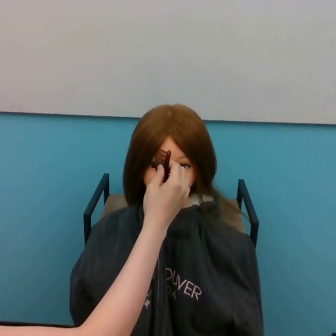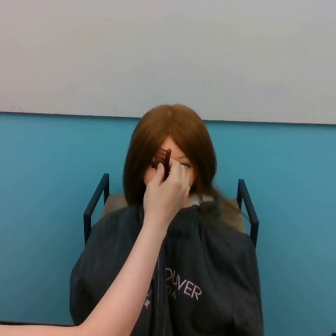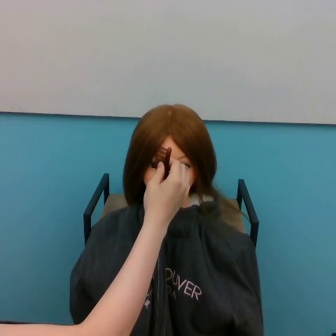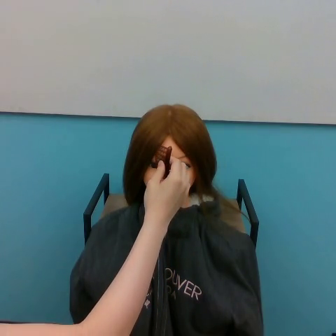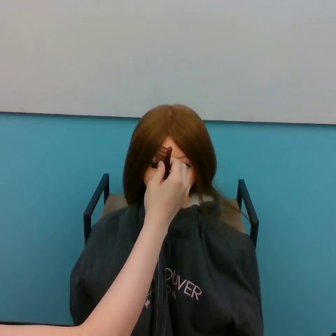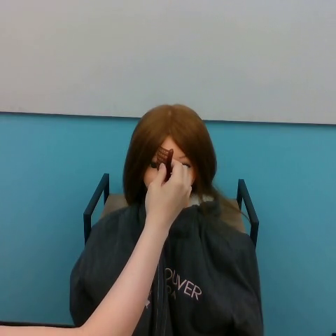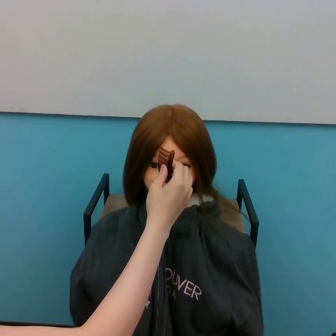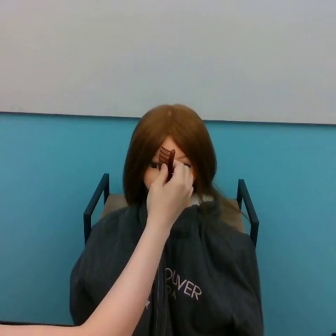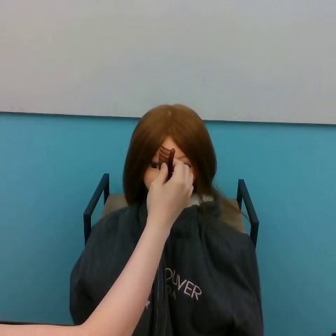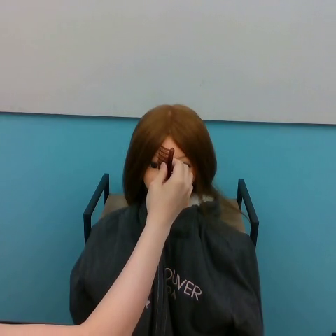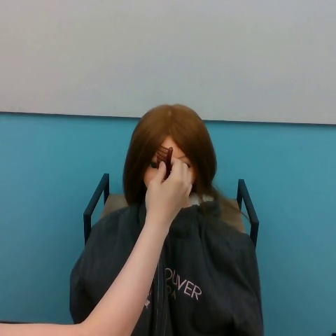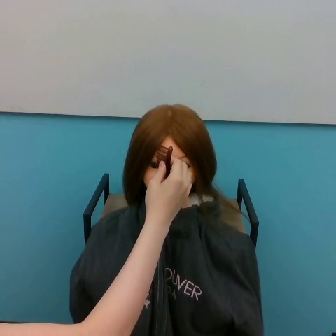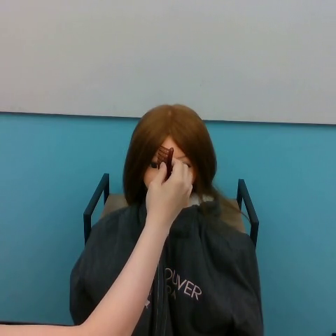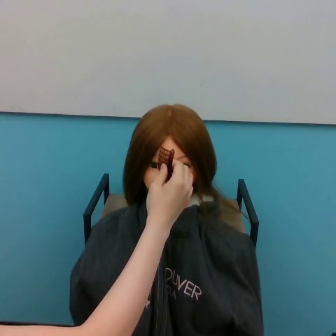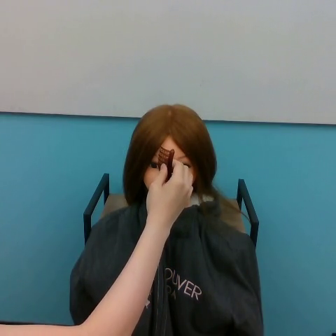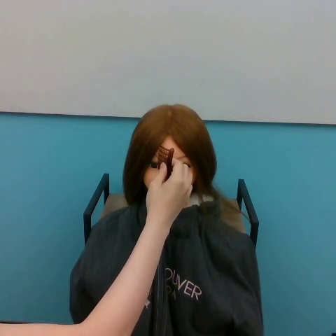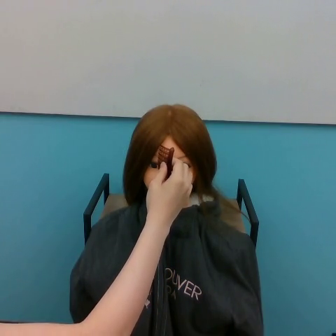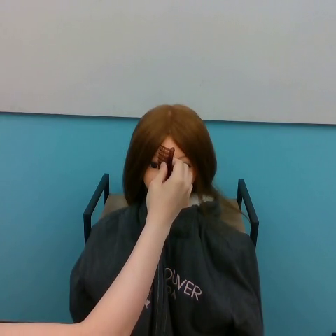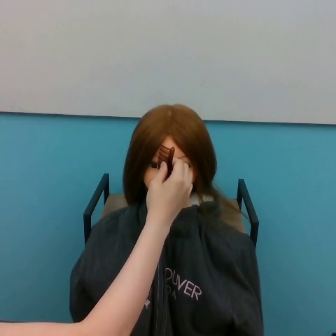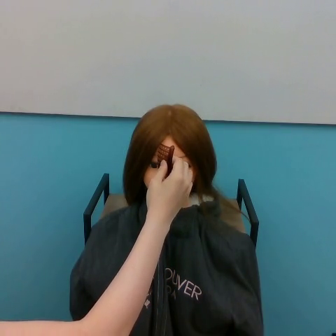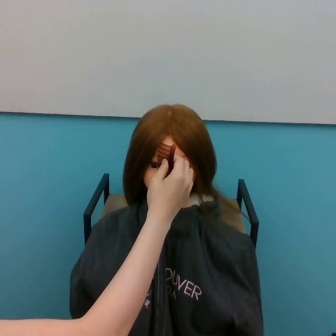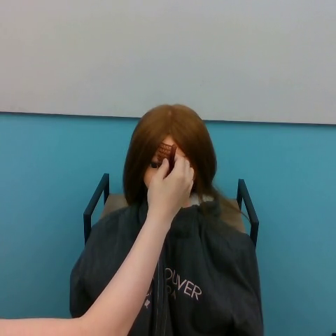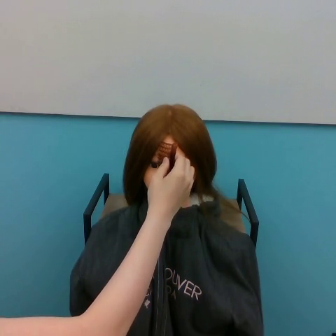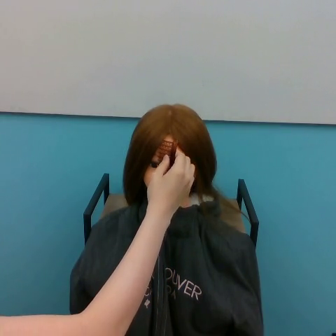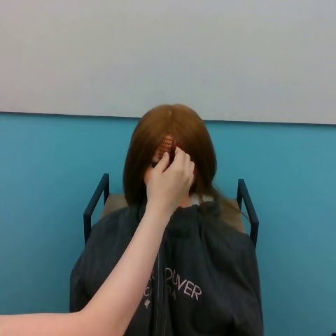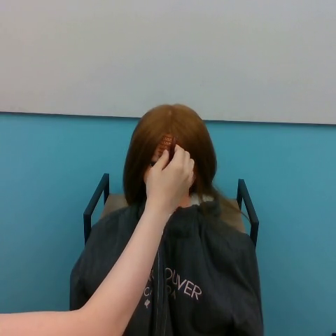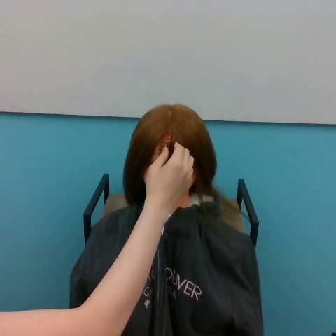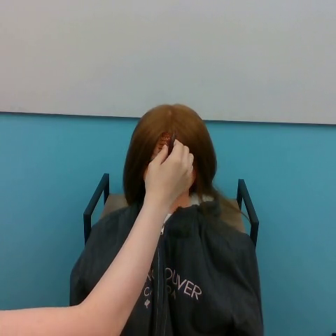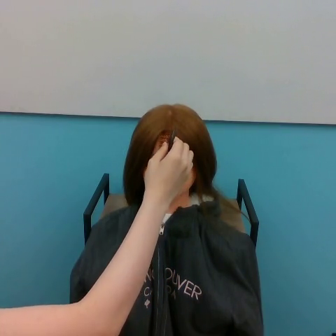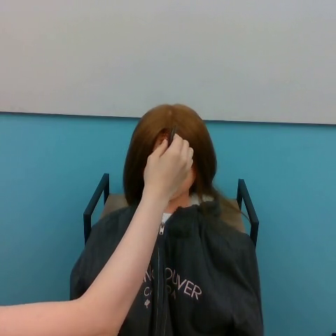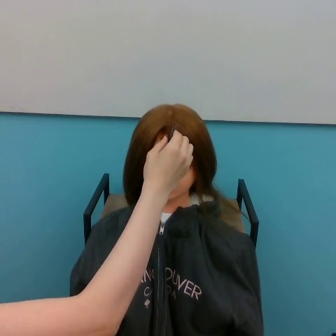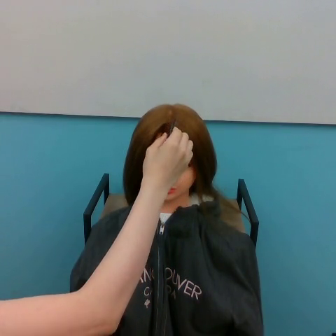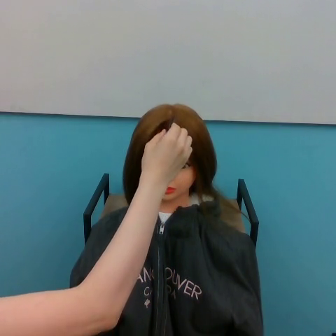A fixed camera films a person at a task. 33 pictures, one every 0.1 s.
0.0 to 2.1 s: The hand moves only a little.
2.1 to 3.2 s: The hand goes upward.
Task: part hair.
